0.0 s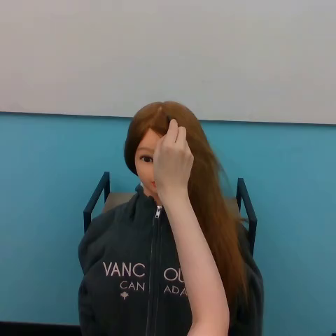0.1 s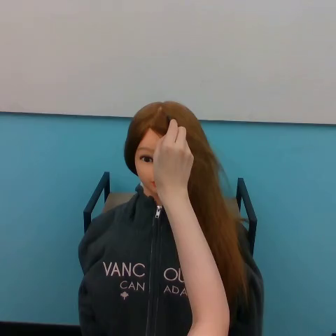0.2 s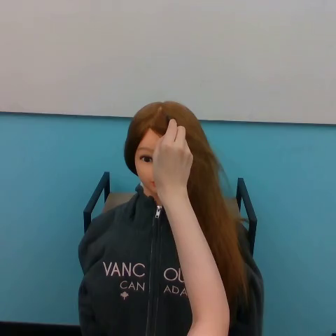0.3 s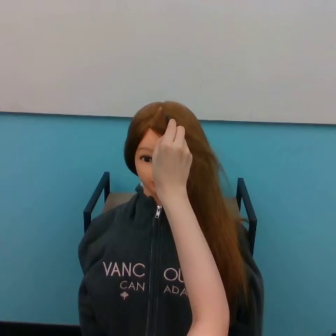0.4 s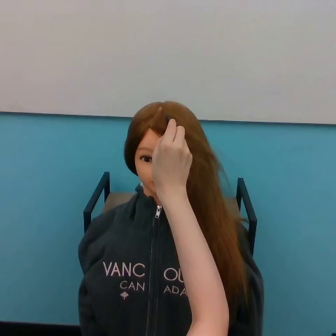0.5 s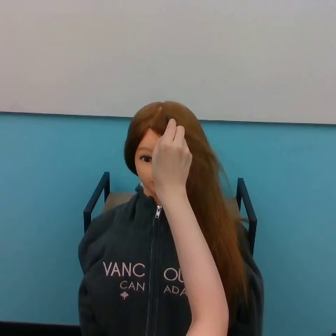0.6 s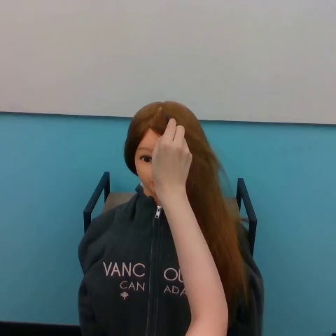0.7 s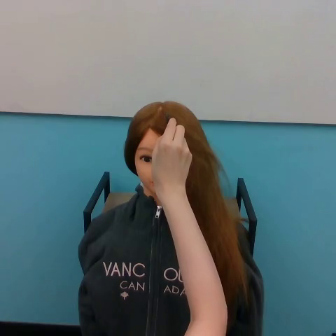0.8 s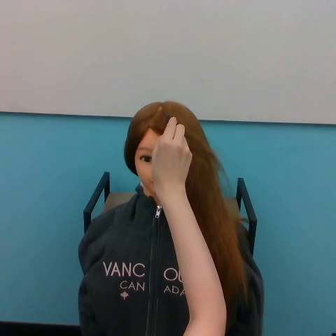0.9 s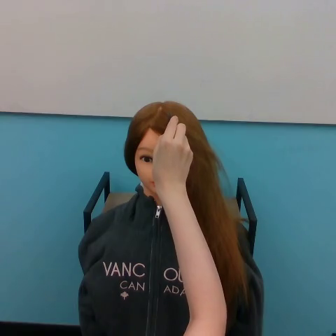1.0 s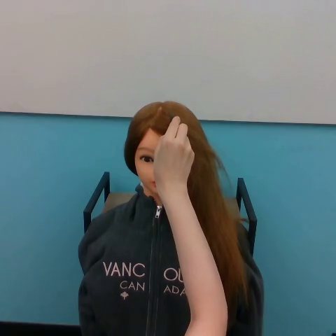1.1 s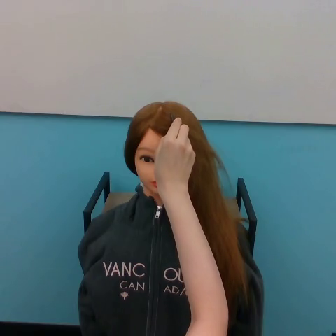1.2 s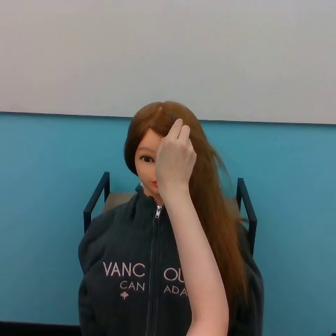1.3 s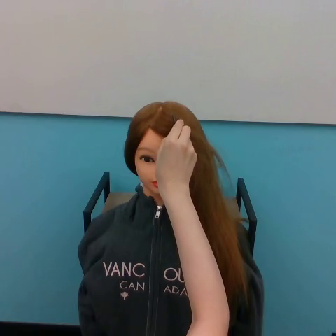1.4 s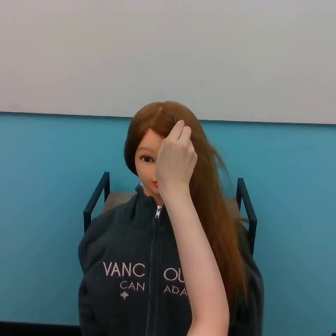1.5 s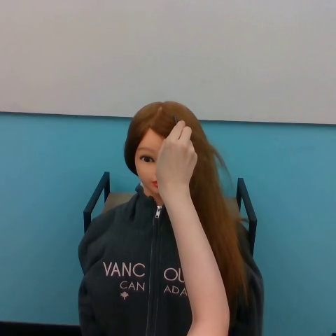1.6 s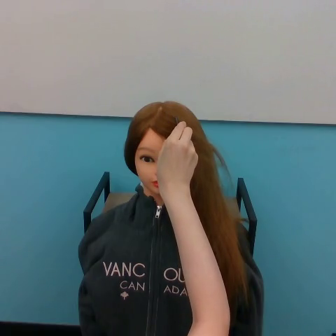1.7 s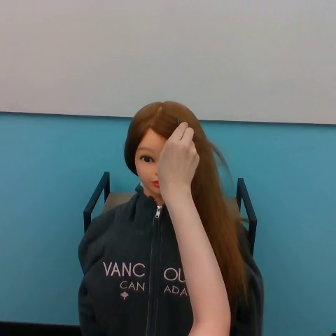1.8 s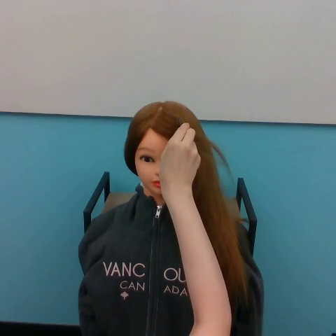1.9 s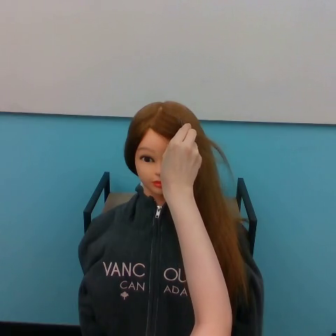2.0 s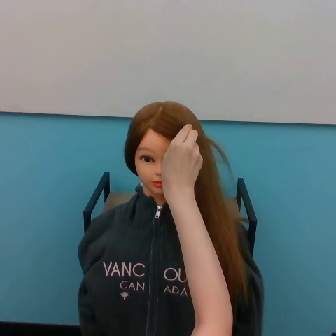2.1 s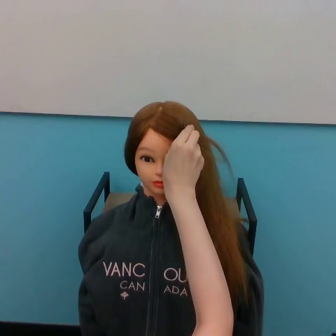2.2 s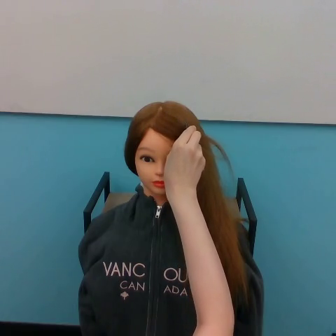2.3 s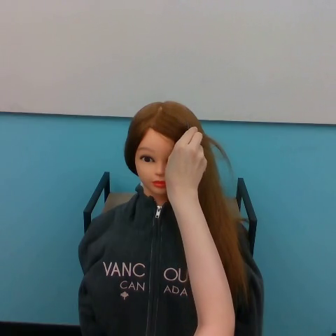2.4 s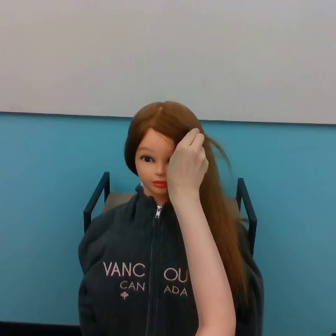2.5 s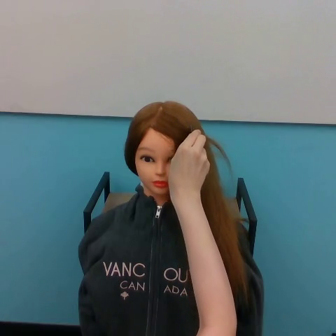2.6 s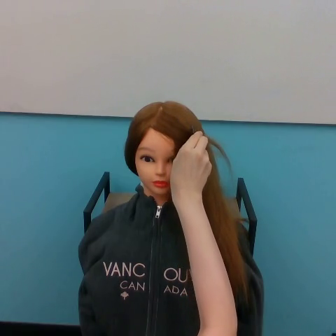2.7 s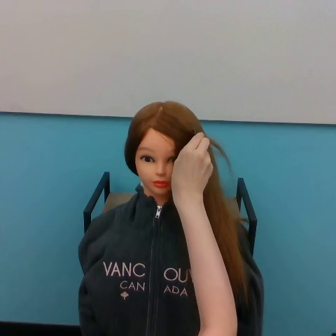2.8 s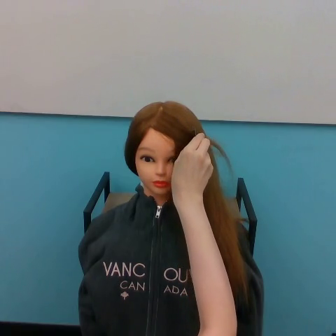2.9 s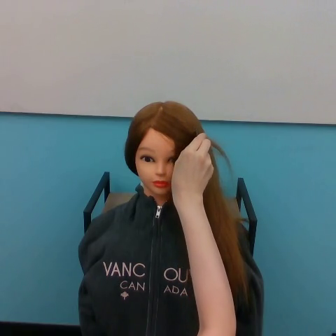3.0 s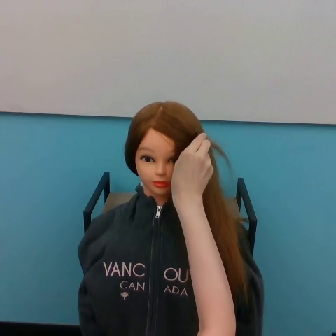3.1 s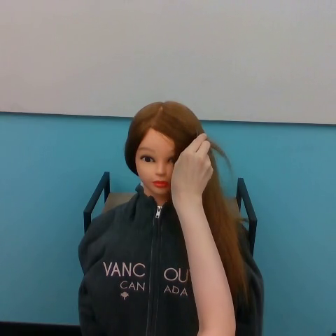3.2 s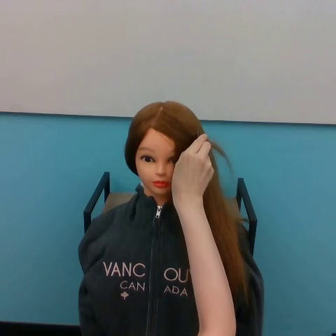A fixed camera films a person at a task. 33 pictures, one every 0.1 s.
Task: brush hair.
0.0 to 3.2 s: The hand goes to the right.
